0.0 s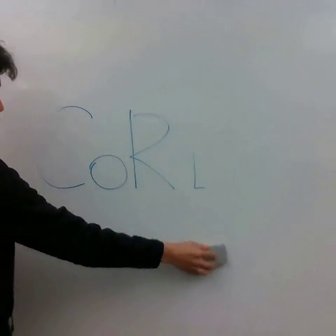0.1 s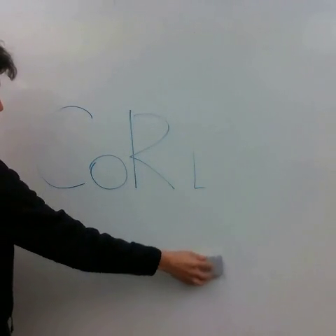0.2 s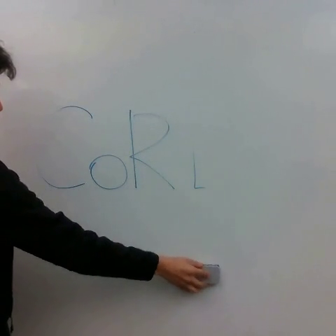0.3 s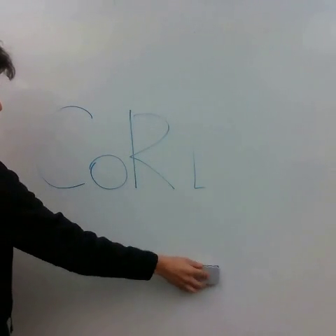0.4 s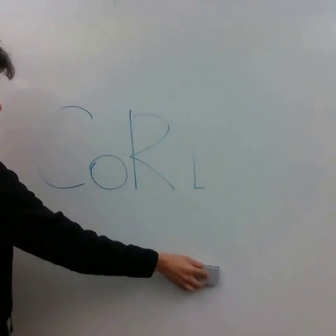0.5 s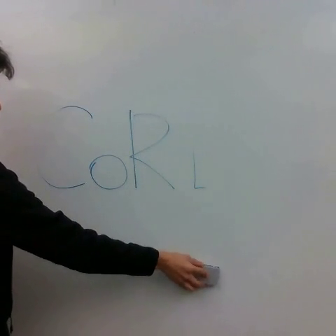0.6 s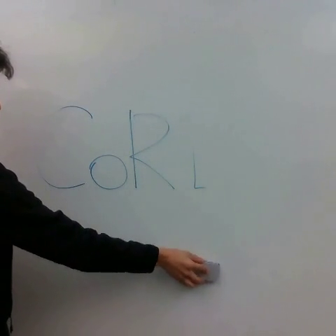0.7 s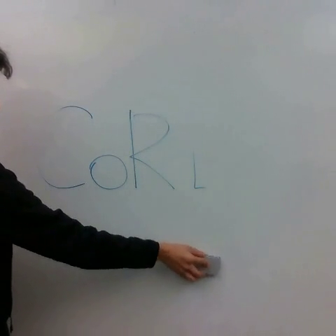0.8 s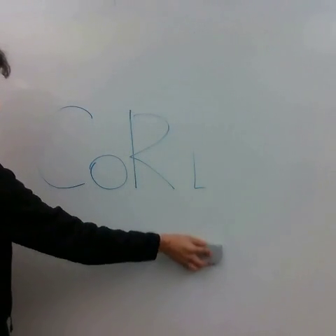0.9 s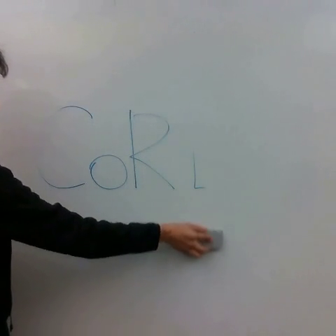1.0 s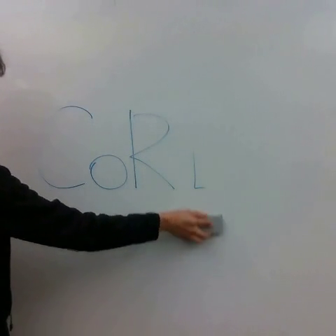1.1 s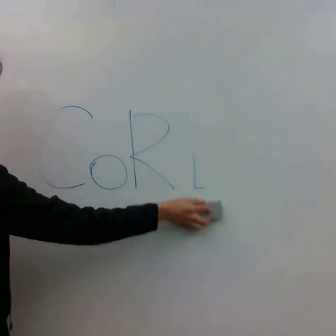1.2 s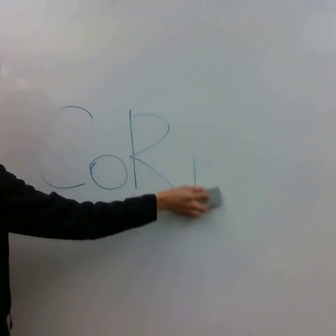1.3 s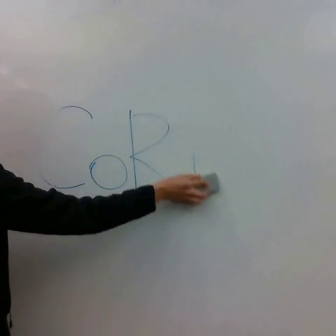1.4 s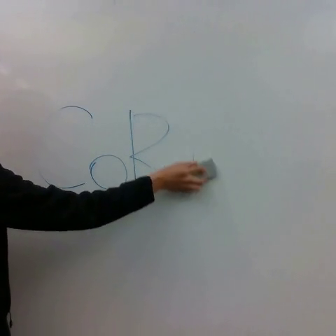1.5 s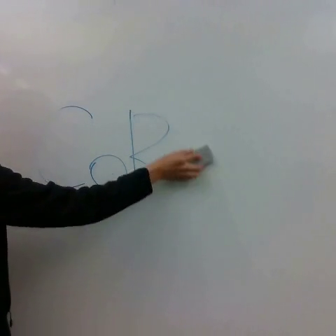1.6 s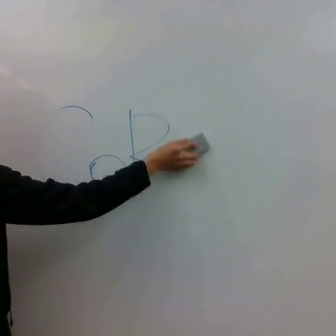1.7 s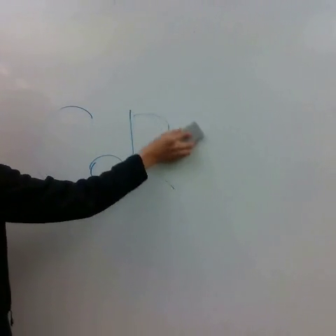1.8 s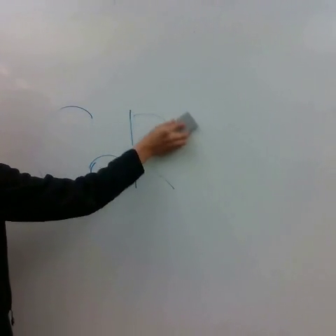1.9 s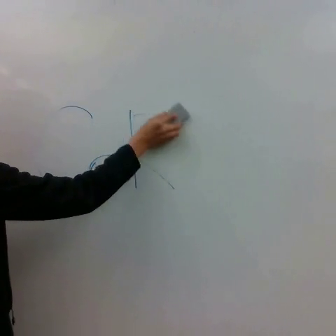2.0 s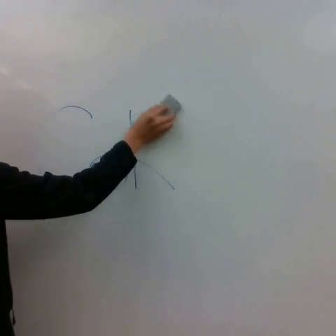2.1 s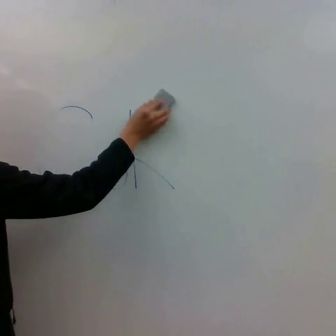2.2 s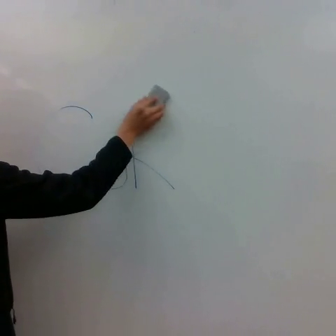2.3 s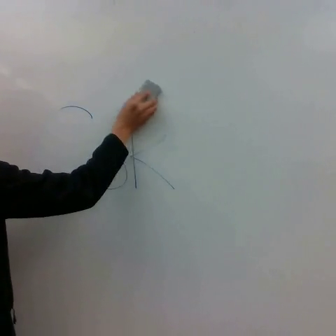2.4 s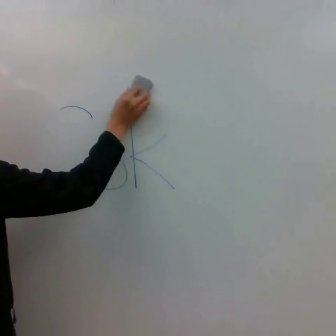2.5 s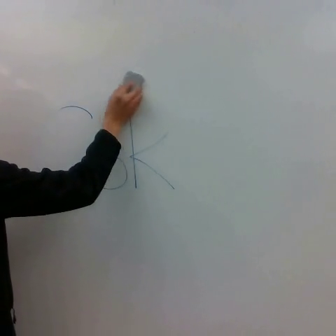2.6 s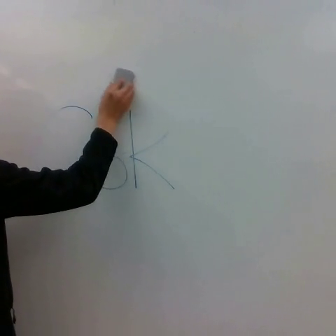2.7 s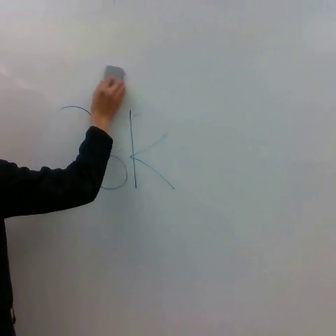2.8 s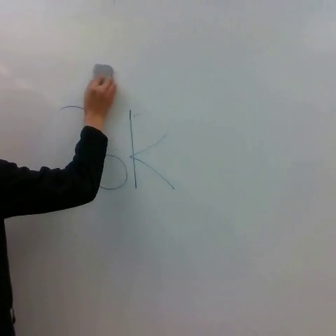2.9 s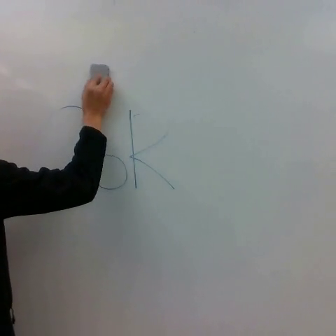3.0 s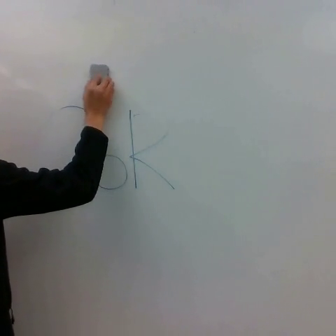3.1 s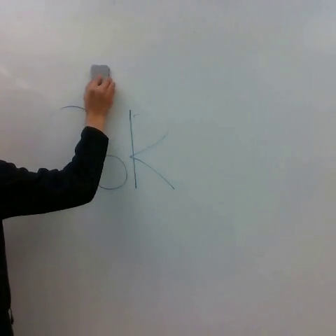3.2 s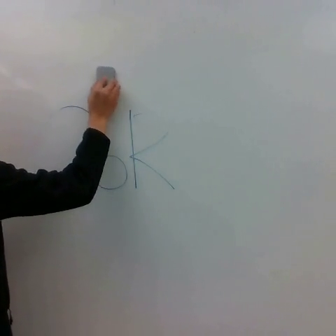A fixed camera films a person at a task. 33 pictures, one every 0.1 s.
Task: erase whiteboard.
0.0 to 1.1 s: The hand goes upward.
1.1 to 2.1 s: The hand goes upward and to the left.
2.1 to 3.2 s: The hand goes to the left and upward.
